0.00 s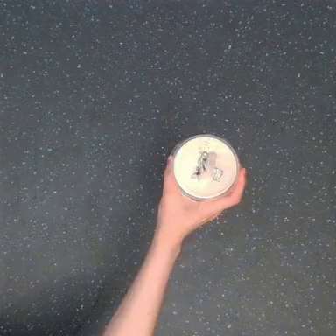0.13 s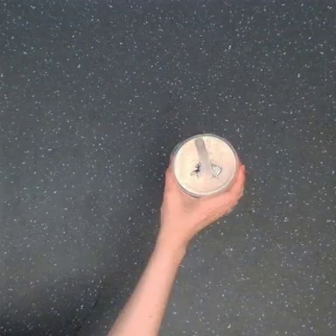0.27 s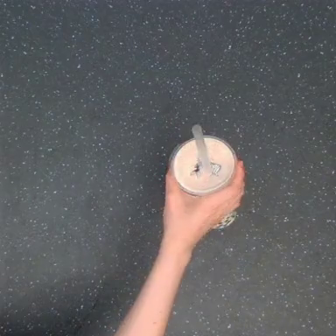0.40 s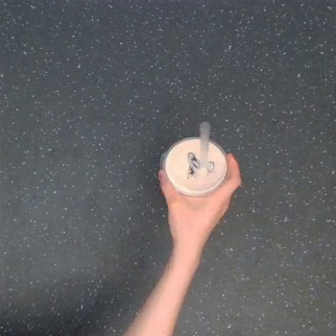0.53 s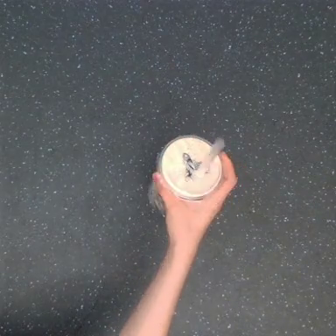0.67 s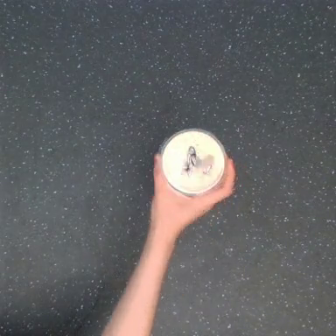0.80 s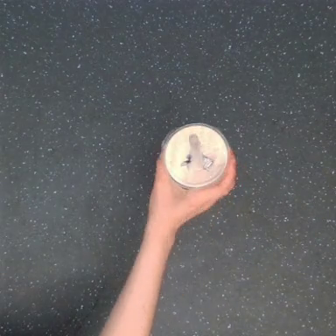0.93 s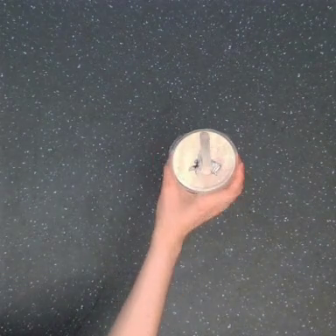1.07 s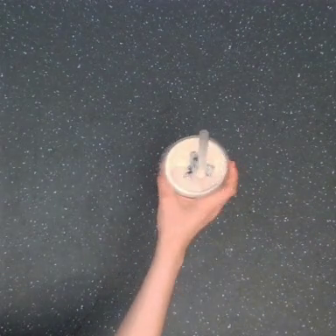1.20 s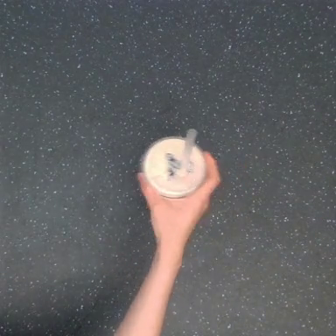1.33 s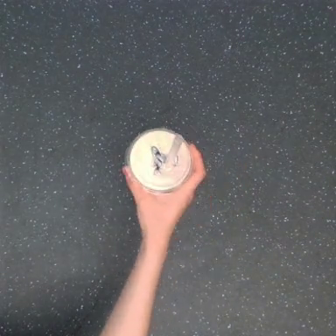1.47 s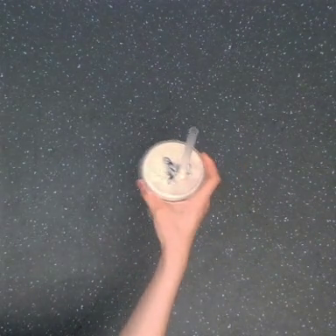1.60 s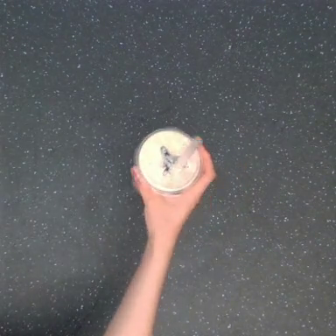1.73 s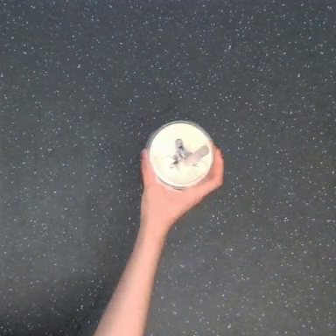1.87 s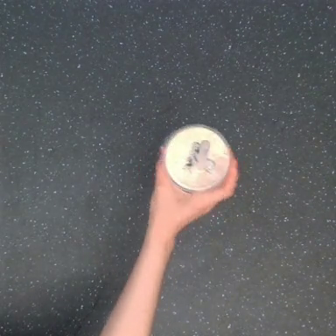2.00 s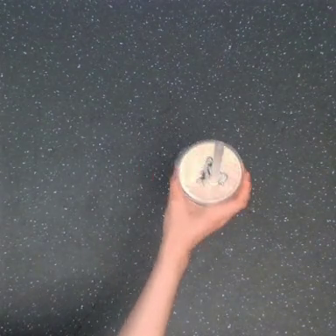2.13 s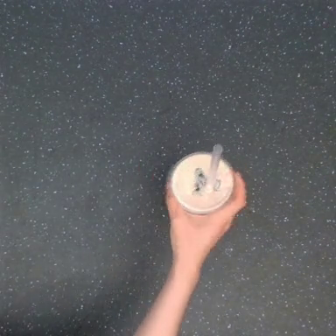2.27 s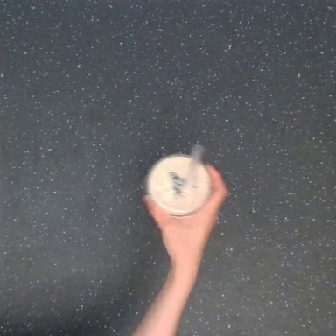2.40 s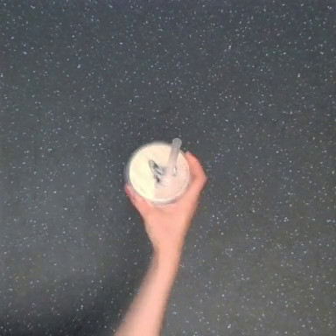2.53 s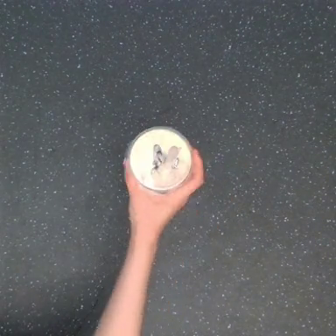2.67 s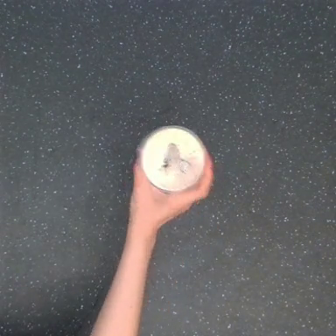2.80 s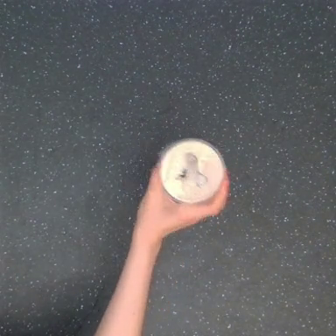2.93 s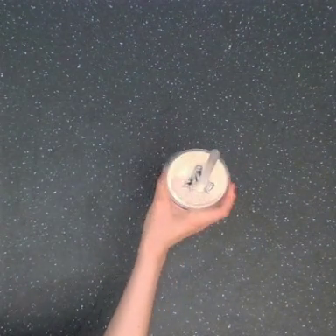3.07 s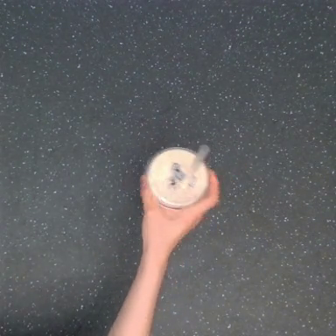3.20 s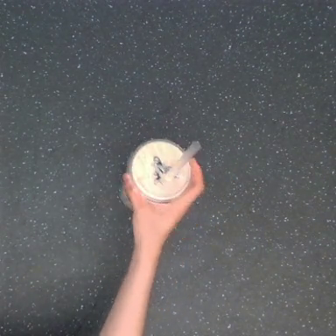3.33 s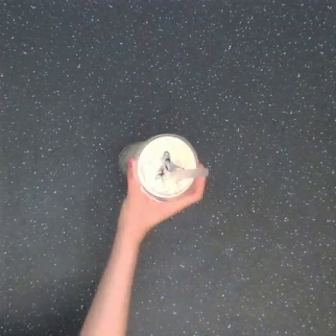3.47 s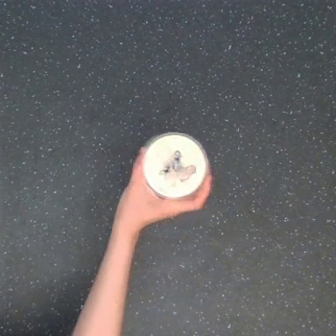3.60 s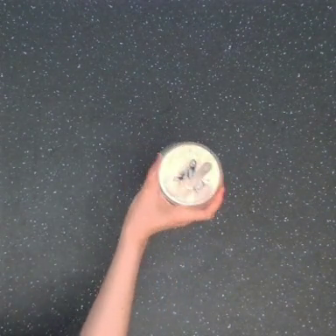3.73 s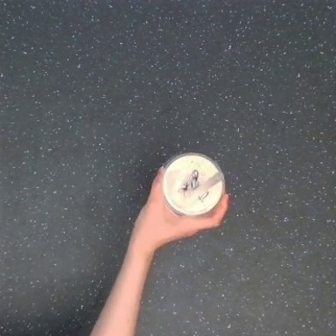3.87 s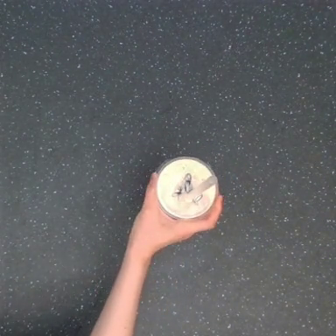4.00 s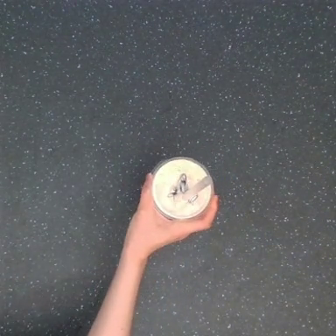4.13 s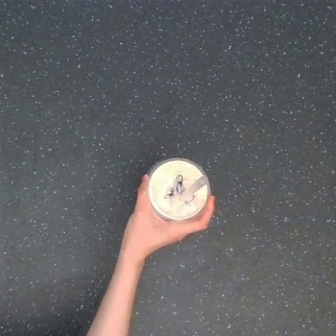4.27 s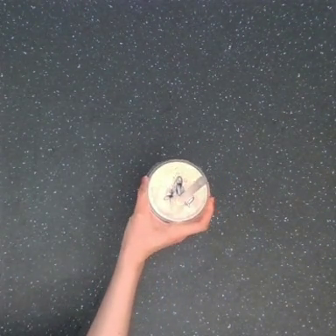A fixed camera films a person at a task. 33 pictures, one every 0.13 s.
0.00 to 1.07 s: The hand moves only a little.
1.07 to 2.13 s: The hand goes to the left, then to the right and downward.
2.13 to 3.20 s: The hand goes to the left and upward.
3.20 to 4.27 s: The hand goes downward and to the right.
Task: shake the boba.
Motion: make 4 circular motions clockwise.
